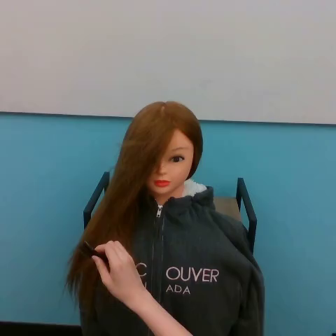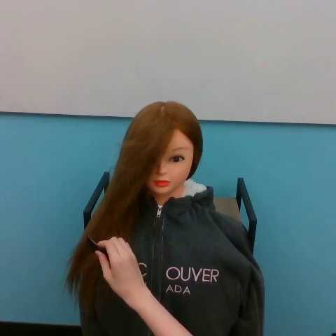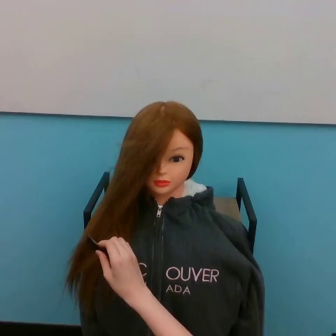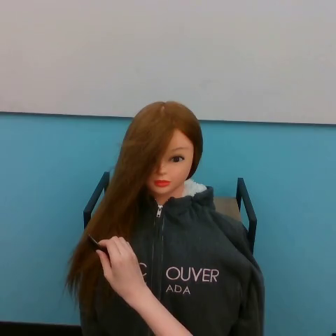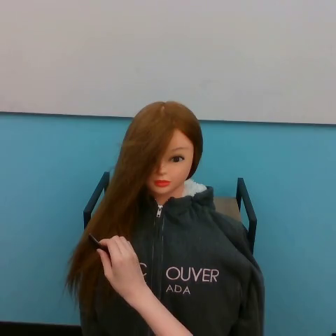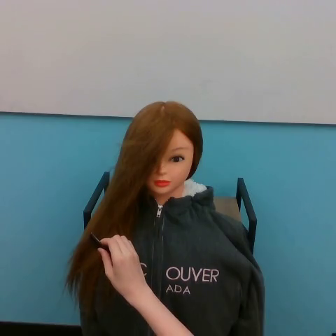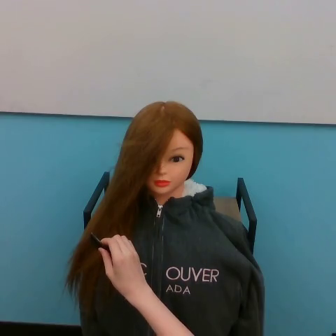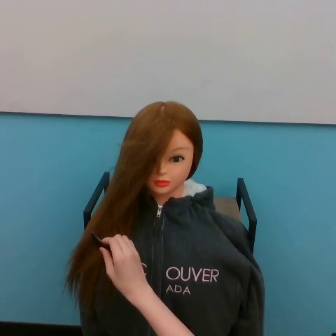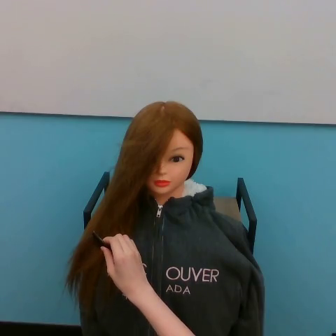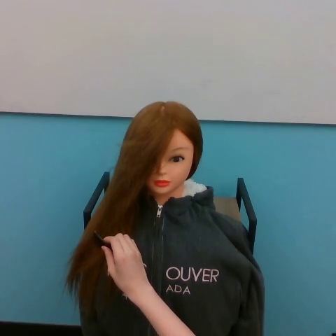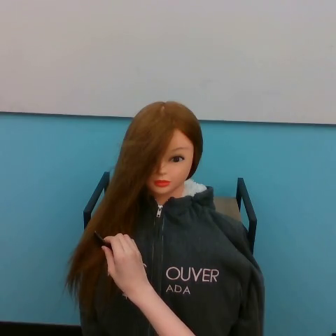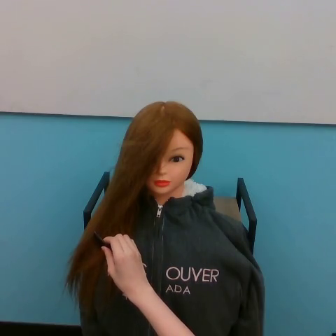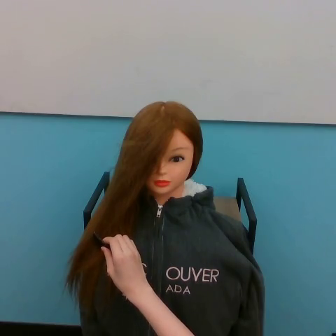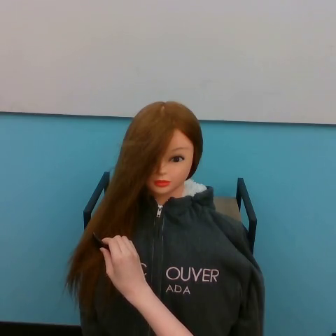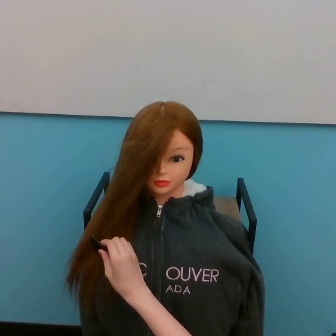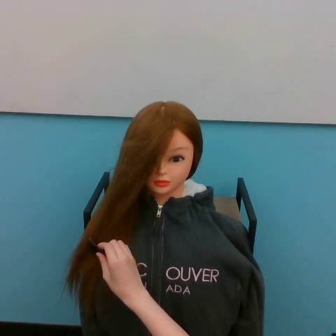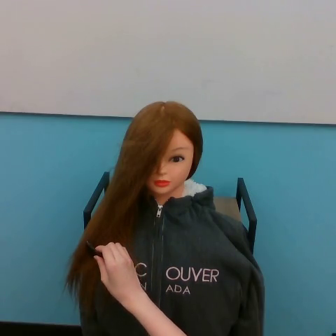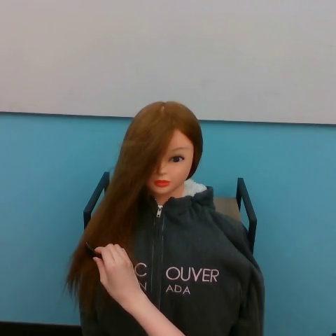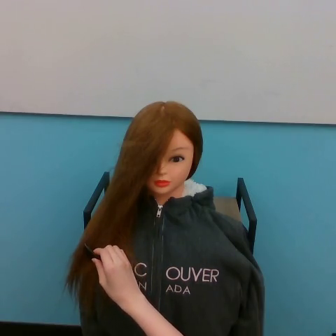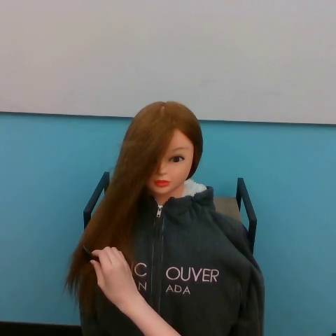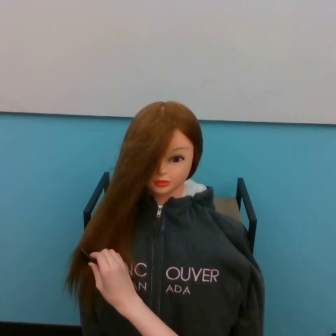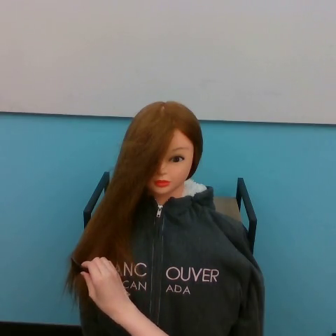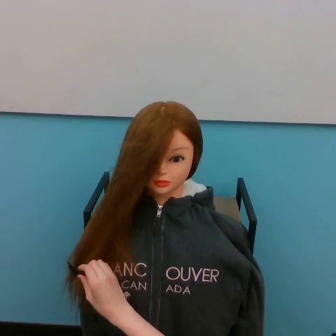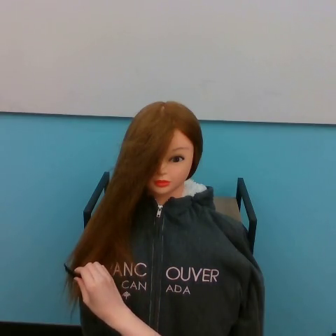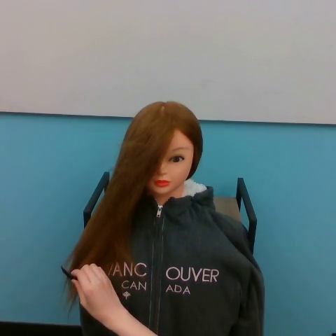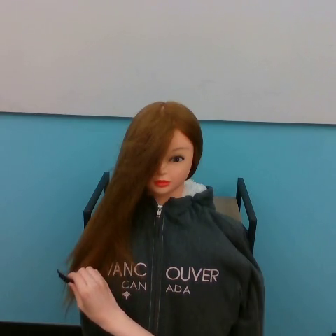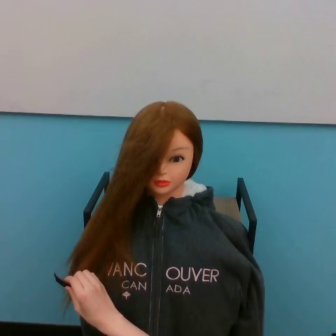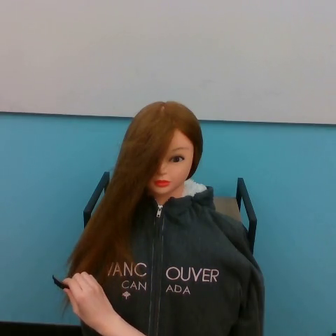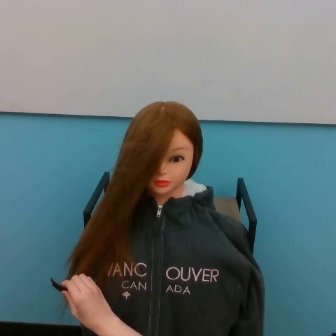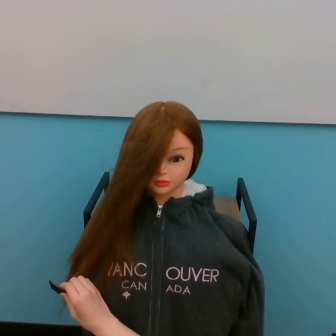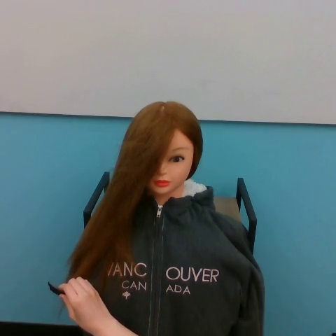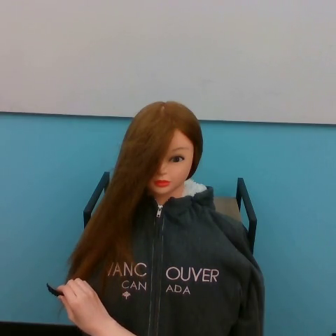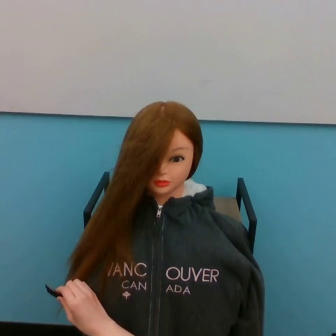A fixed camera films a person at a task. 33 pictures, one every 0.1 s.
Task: brush hair.
0.0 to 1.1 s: The hand moves only a little.
1.1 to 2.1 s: The hand goes downward and to the left.
2.1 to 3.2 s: The hand goes to the left and downward.
